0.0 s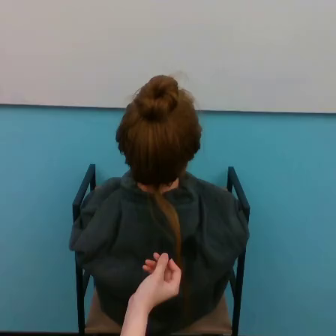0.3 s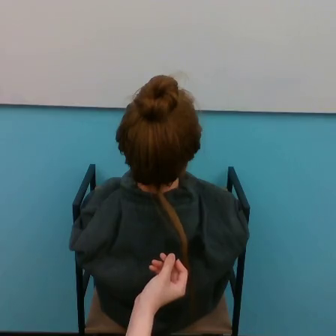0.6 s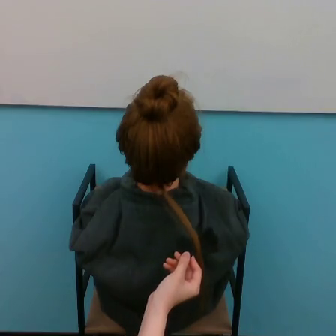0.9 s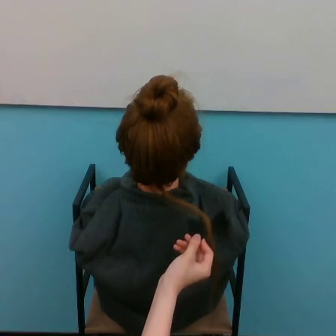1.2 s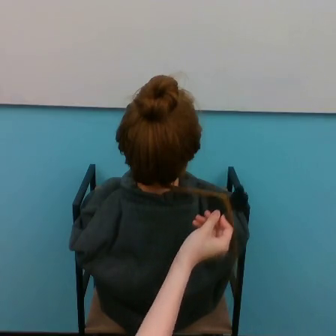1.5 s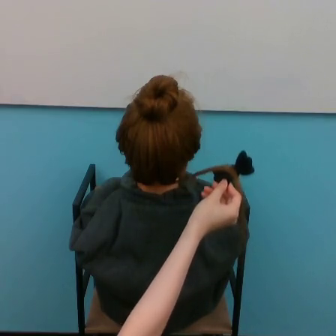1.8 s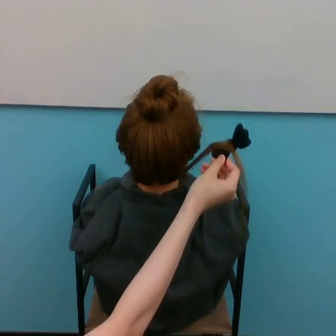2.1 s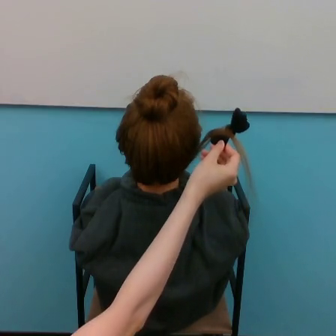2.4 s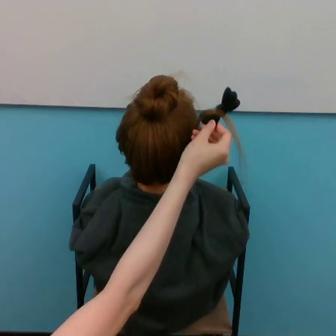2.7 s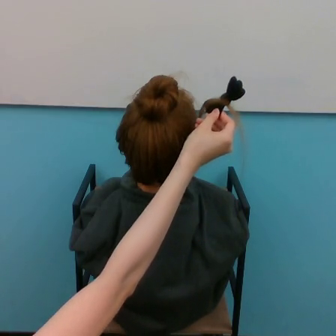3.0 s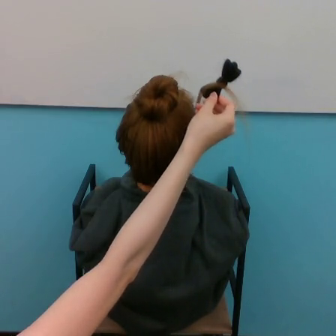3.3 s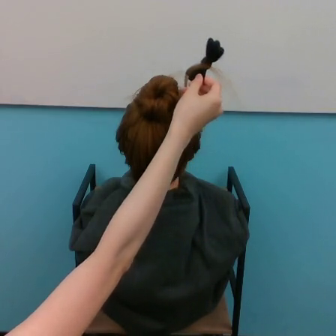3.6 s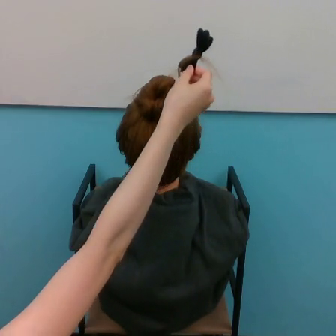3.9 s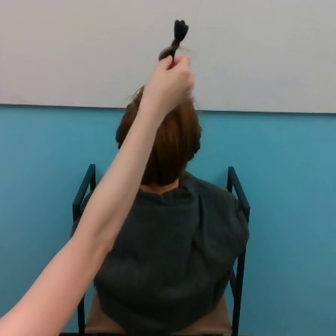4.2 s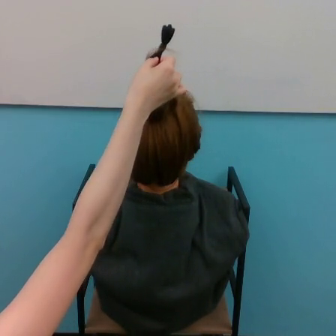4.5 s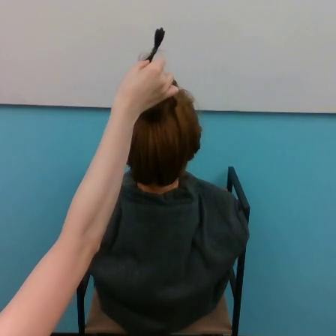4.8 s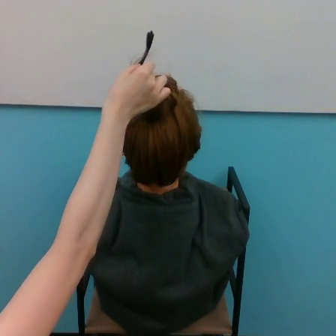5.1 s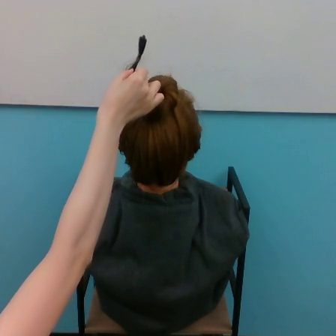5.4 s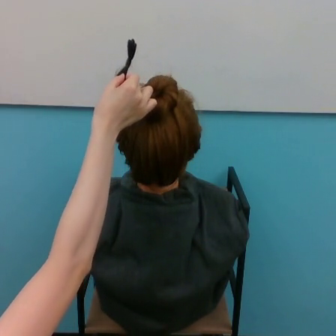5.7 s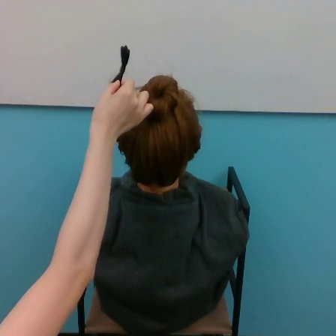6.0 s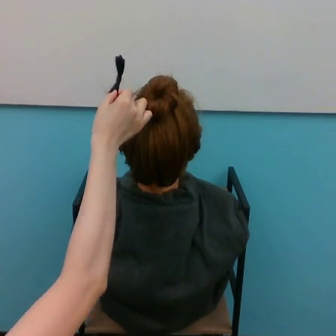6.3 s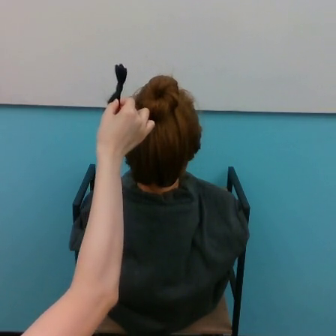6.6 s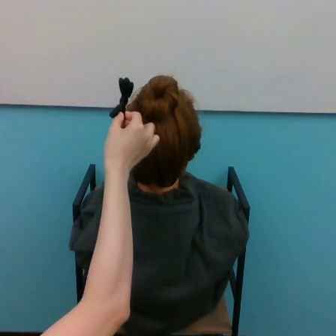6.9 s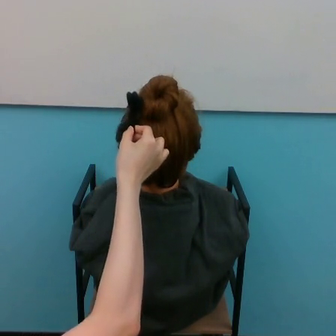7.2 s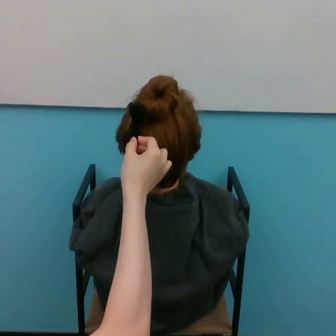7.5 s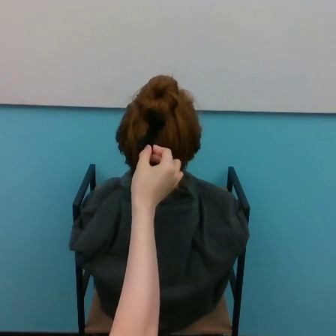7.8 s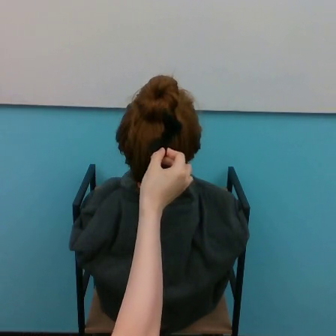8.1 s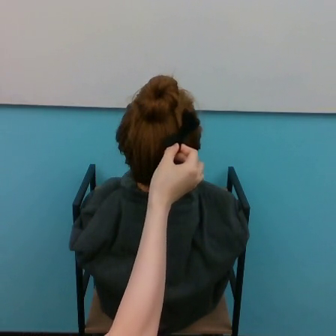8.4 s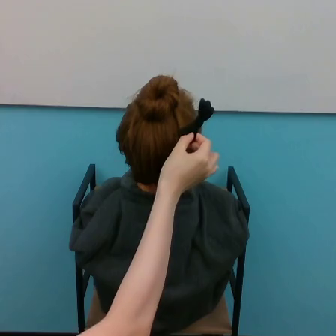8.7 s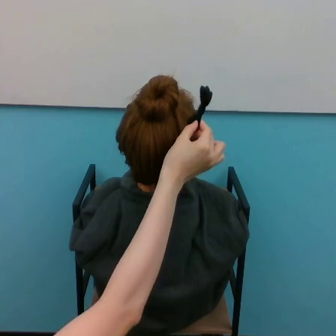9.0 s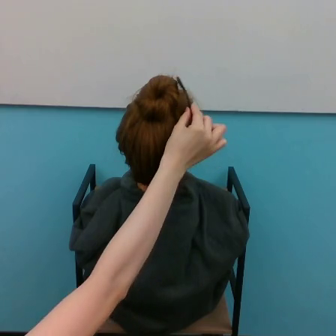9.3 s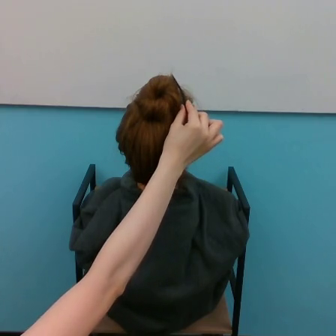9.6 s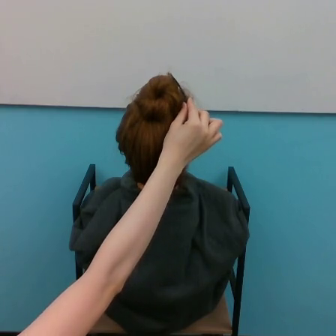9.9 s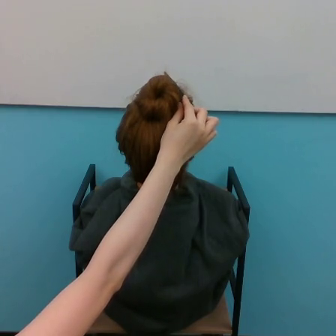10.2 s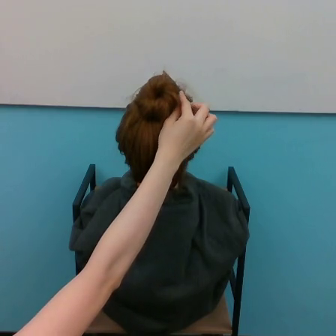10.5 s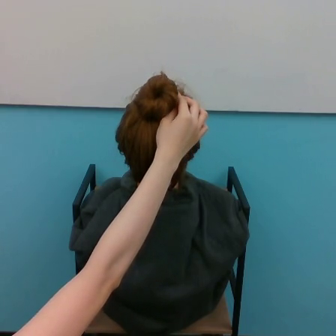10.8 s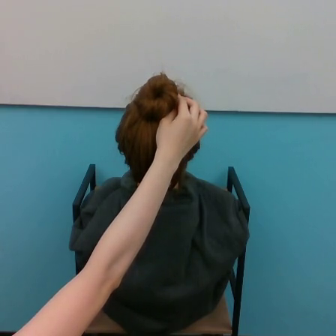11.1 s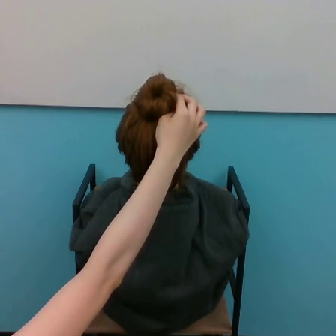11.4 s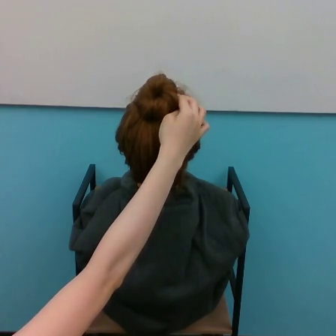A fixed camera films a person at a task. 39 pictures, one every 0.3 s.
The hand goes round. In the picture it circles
counterclockwise.
0.0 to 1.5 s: The hand goes upward and to the right.
1.5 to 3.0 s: The hand goes upward.
3.0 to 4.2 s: The hand goes to the left and upward.
4.2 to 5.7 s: The hand goes to the left and downward.
5.7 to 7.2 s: The hand goes downward.
7.2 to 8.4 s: The hand goes to the right, on a counterclockwise arc.
8.4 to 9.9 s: The hand goes upward.
9.9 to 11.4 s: The hand moves only a little.
In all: It circles counterclockwise, turning through about 540 degrees.
Task: tidy back hair.
Motion: move upward, then make a circular motion counter-clockwise.
